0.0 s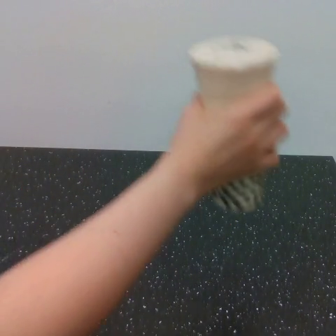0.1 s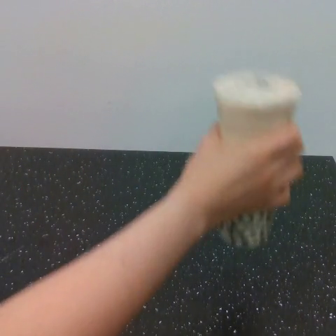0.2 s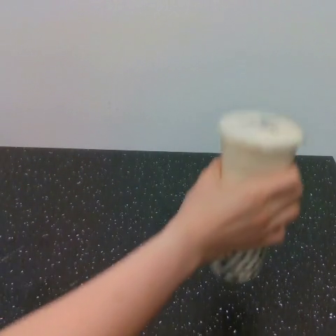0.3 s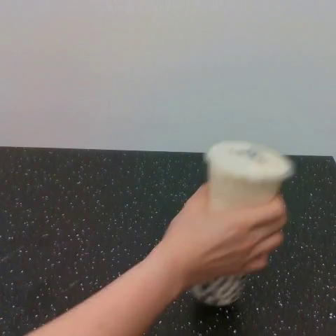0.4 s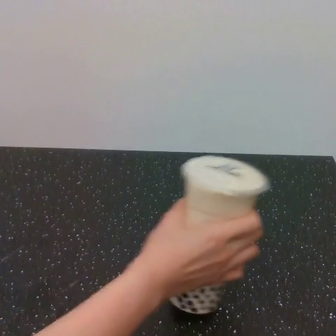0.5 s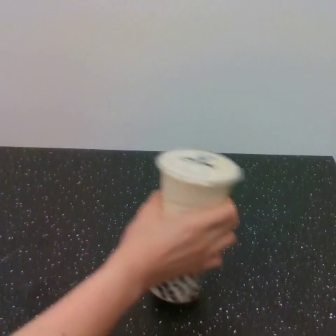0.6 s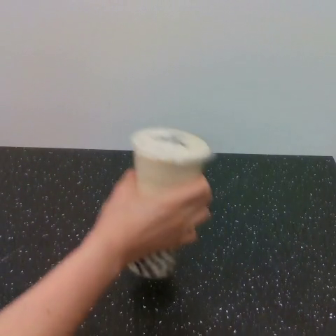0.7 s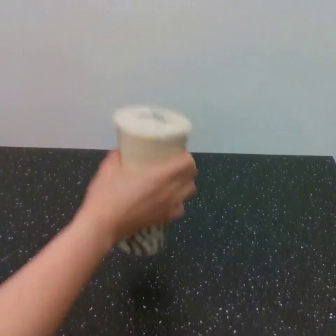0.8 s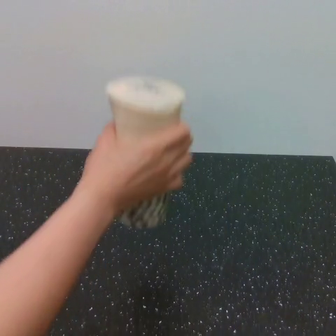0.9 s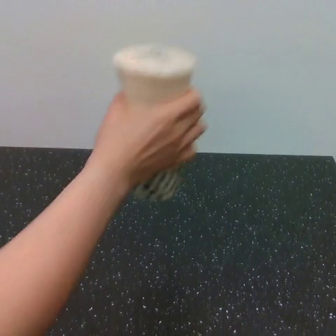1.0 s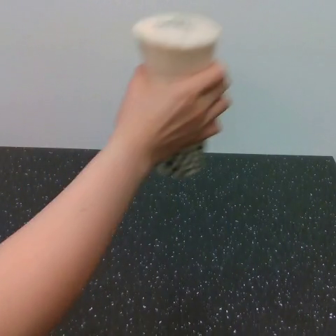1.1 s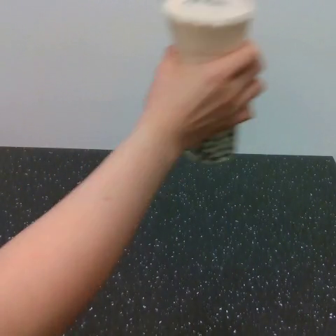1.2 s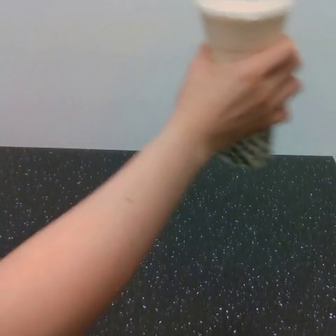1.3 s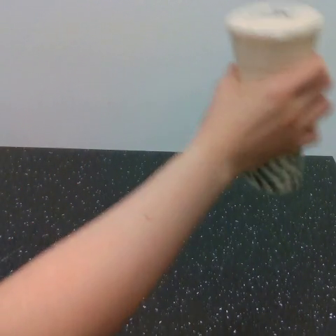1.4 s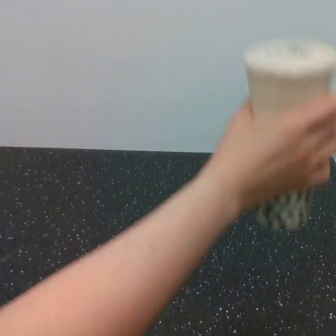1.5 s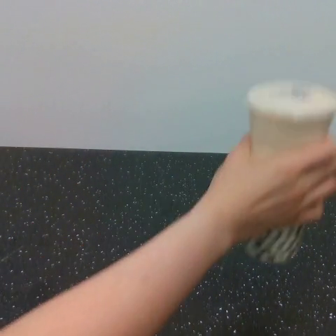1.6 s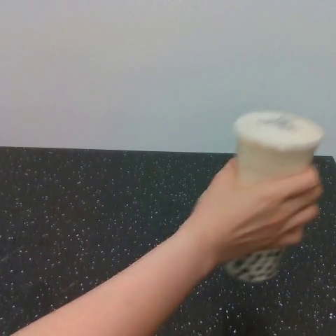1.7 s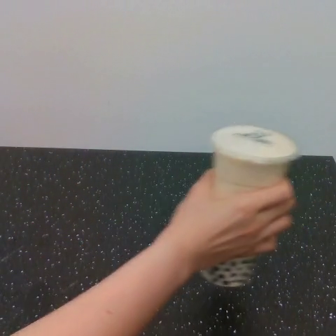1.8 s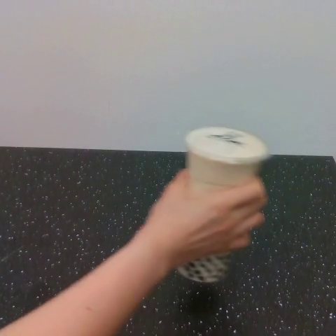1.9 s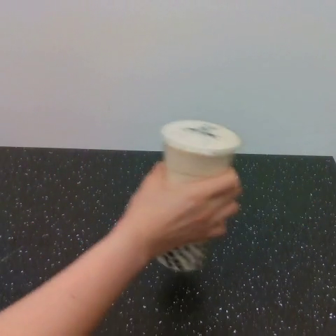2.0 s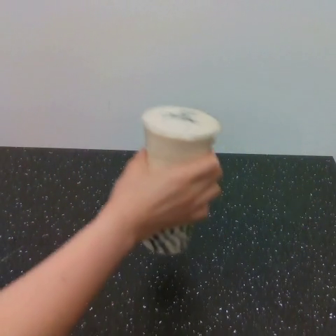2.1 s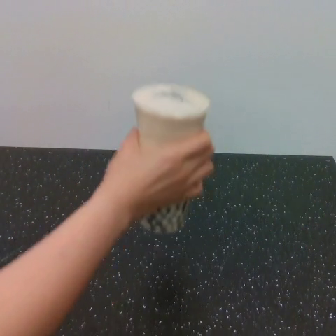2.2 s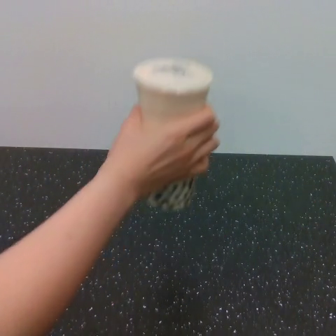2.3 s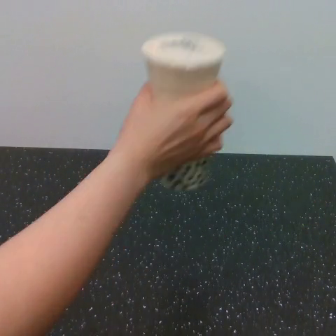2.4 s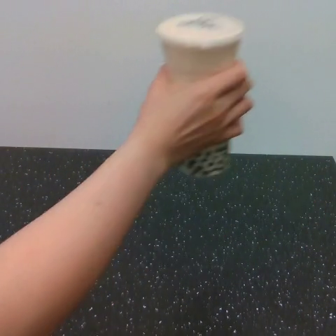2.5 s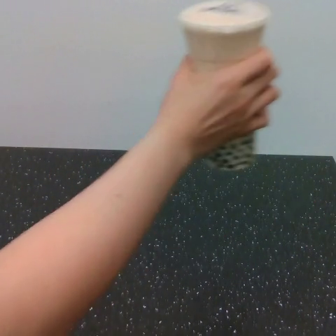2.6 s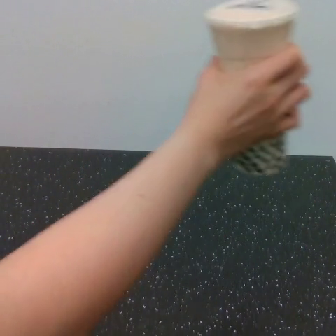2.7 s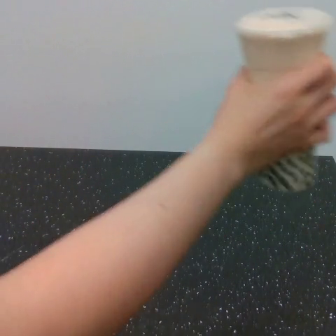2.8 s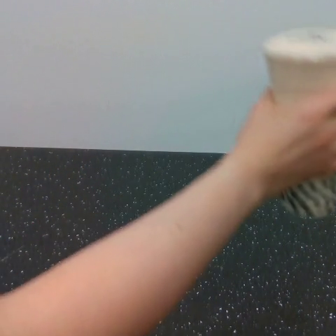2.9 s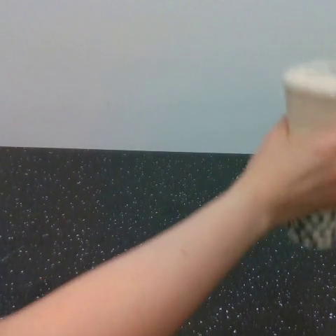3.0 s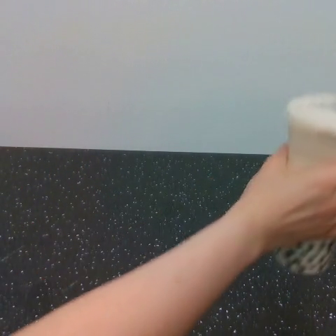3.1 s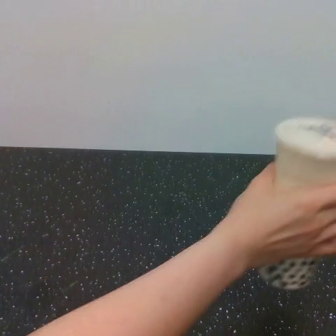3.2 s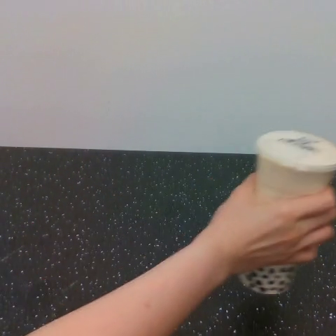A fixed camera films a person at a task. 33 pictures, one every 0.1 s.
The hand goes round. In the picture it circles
clockwise.
0.0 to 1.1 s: The hand goes downward, then upward, on a clockwise arc.
1.1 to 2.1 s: The hand goes downward, then to the left and upward, on a clockwise arc.
2.1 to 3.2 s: The hand goes to the right, then downward, on a clockwise arc.
In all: It circles clockwise, turning through about 810 degrees.
Task: shake the boba.
